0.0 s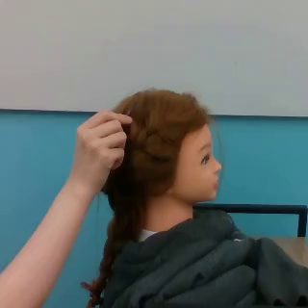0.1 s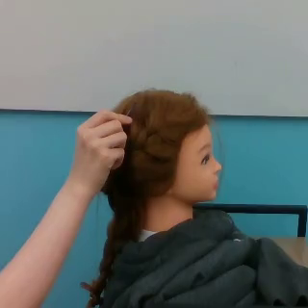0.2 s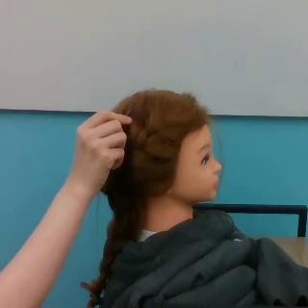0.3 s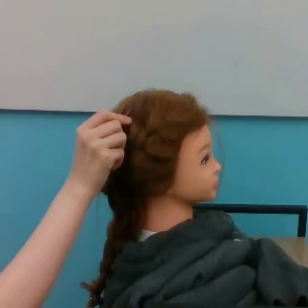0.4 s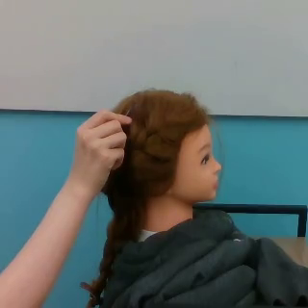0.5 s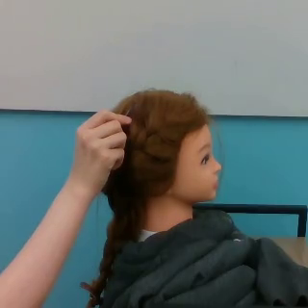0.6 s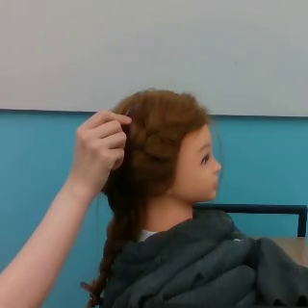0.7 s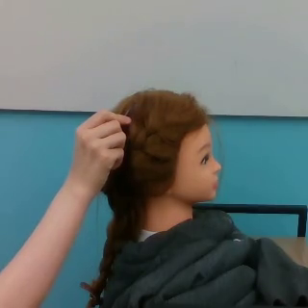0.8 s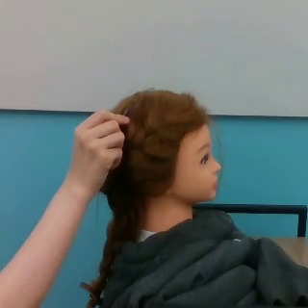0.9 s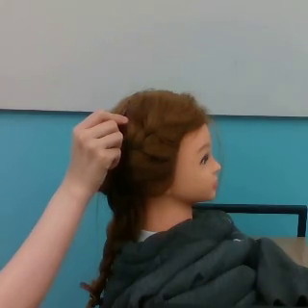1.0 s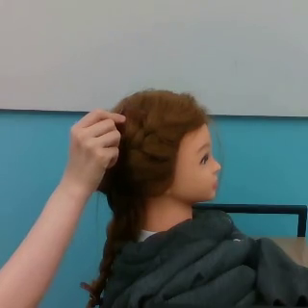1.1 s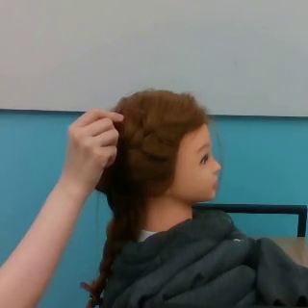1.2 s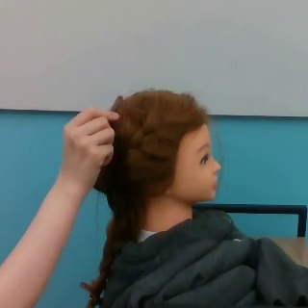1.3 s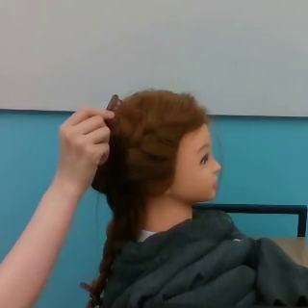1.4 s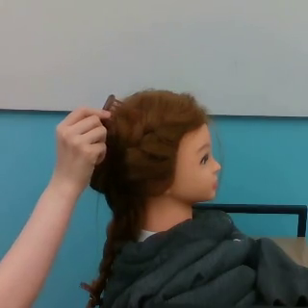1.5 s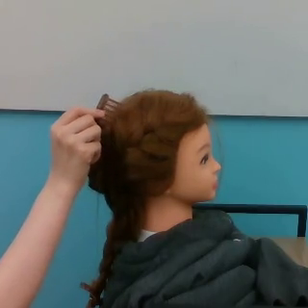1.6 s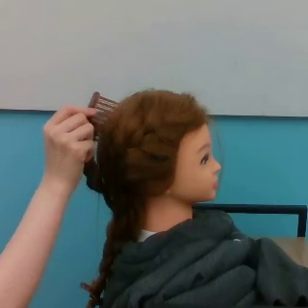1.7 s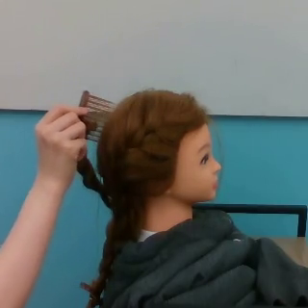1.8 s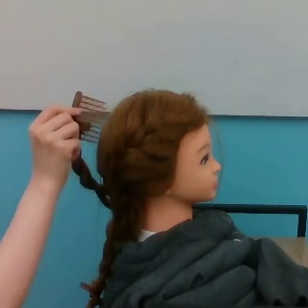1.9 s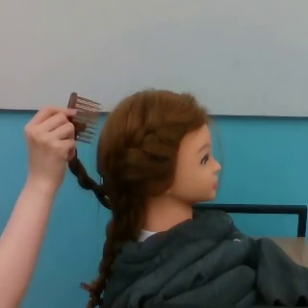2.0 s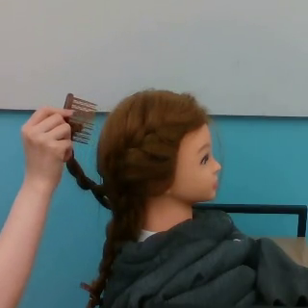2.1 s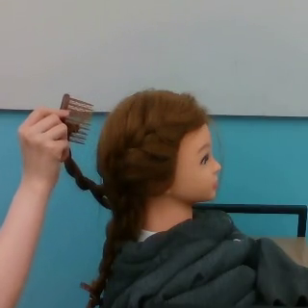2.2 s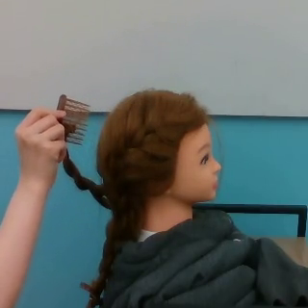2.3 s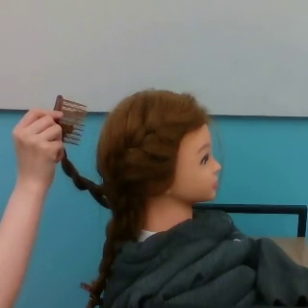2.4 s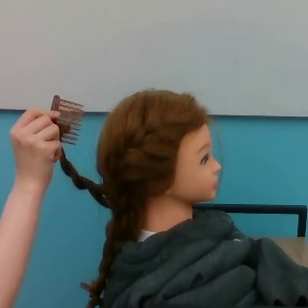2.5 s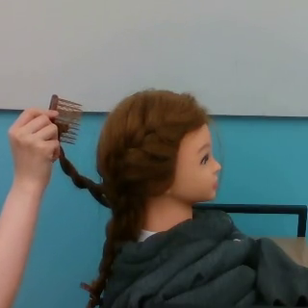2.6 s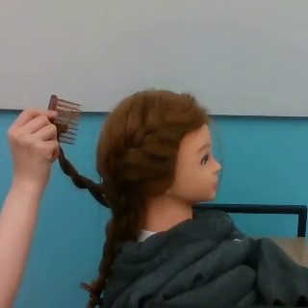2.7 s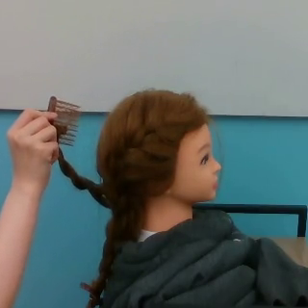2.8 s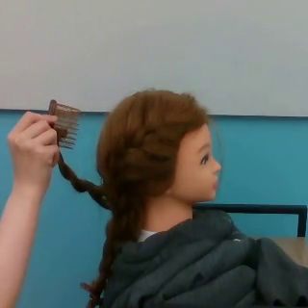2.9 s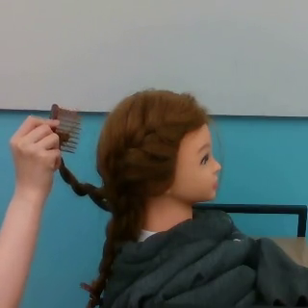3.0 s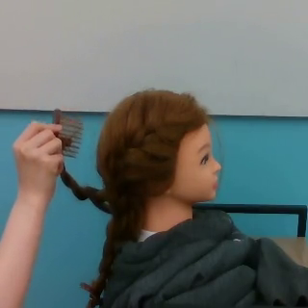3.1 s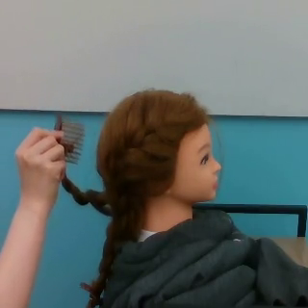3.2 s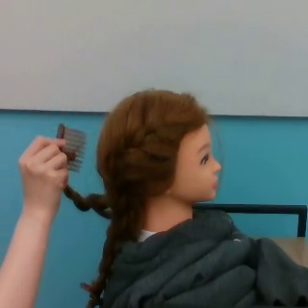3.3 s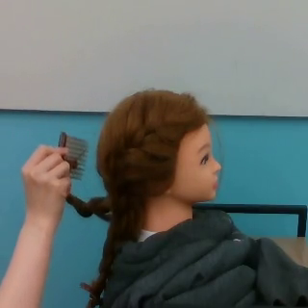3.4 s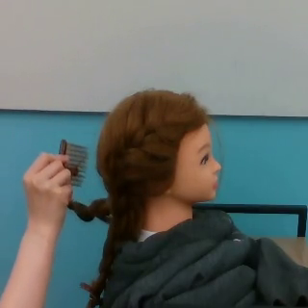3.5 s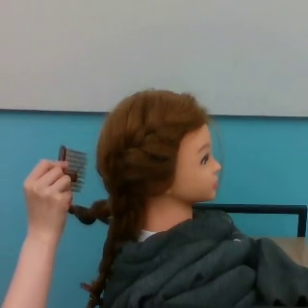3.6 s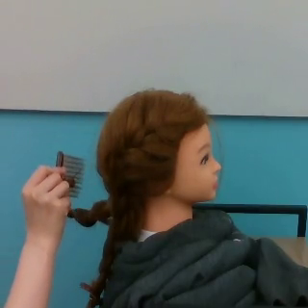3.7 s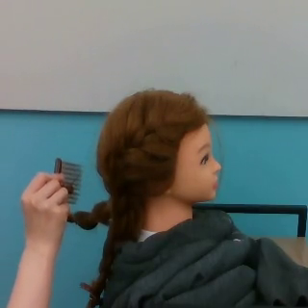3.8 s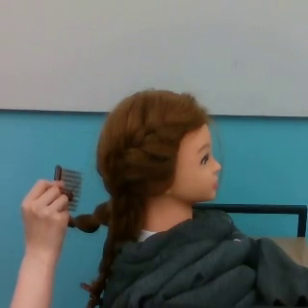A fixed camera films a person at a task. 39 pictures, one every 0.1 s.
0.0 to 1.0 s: The hand moves only a little.
1.0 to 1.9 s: The hand goes to the left.
1.9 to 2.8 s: The hand goes to the left.
2.8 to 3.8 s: The hand goes downward.
Task: take down hairstyle.
Motion: move to the left and move downward.
